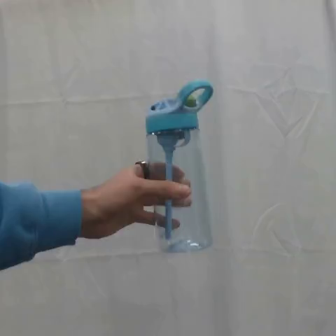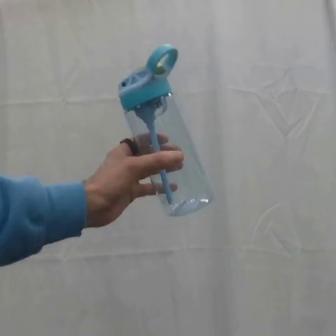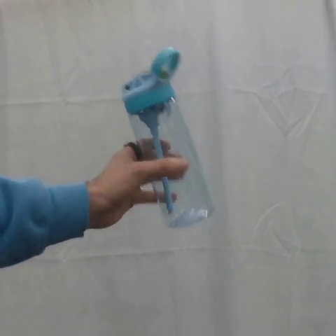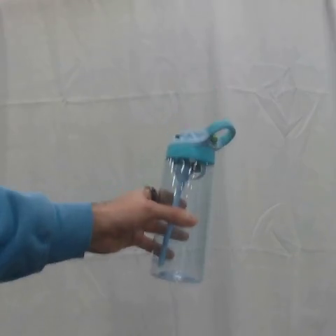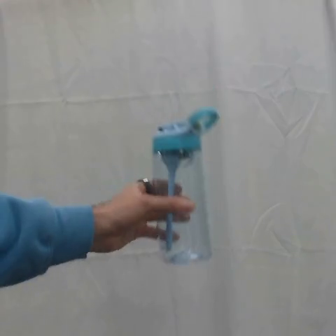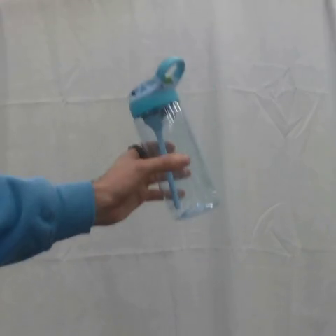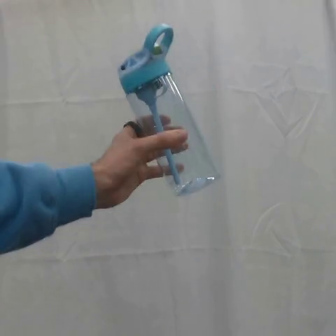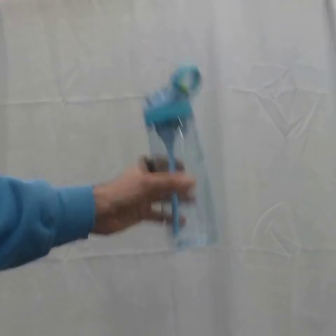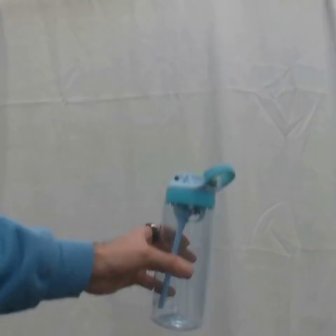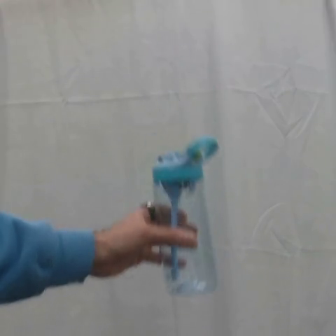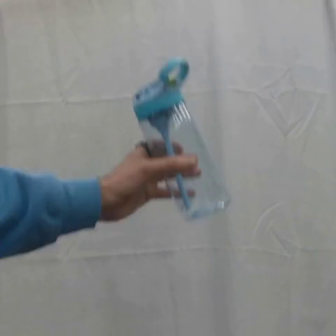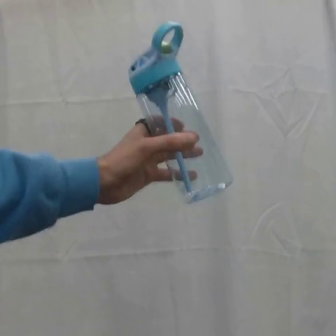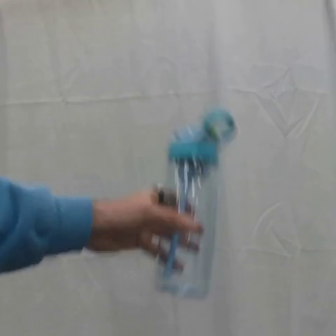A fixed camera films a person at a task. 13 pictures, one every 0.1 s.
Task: shake the water bottle.
Motion: move up and down three times.
0.0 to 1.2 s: The hand goes downward, then upward.
